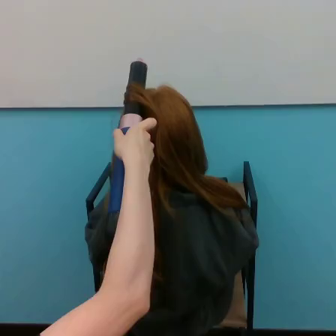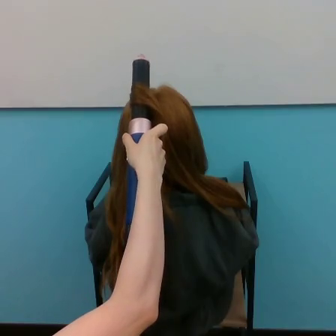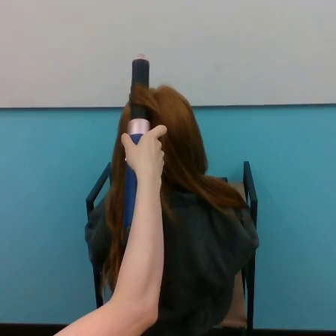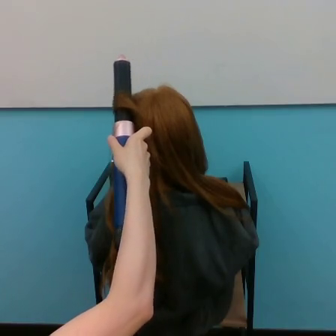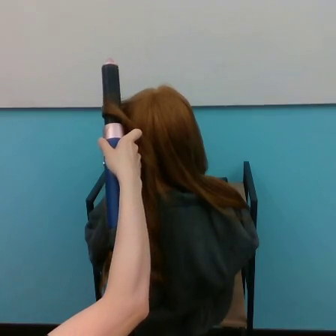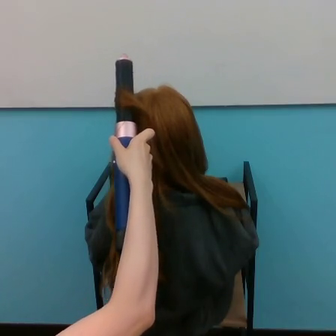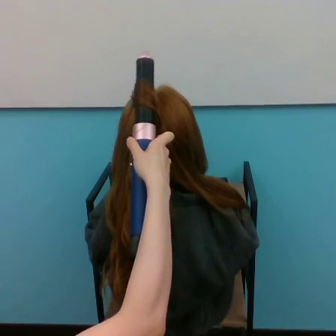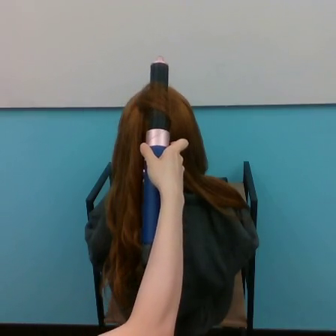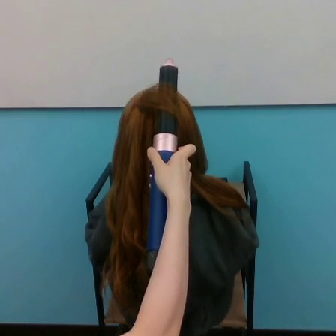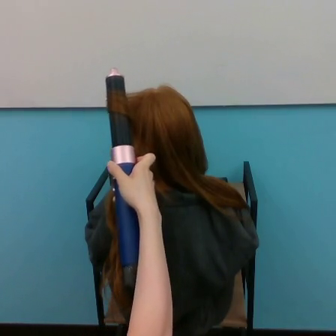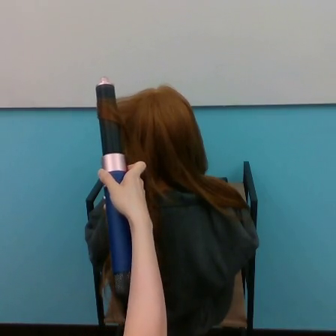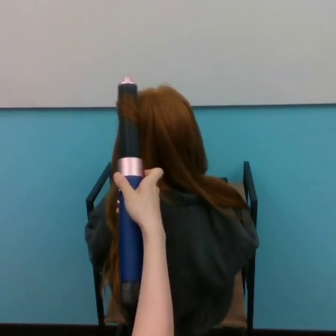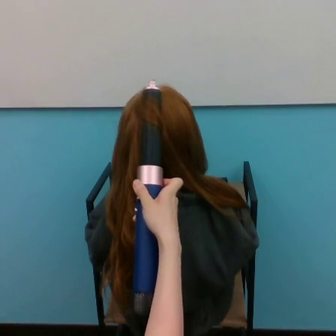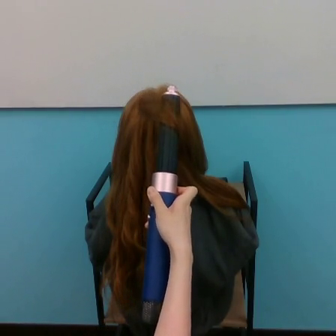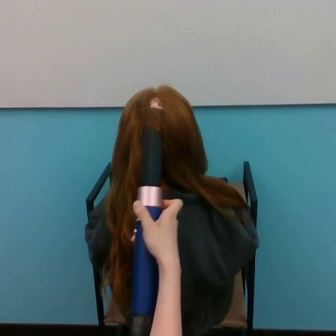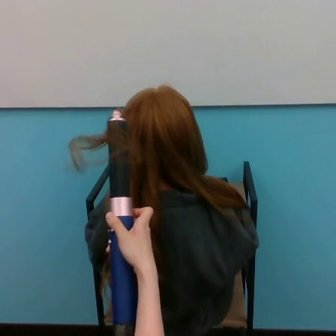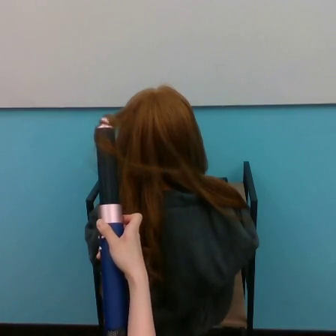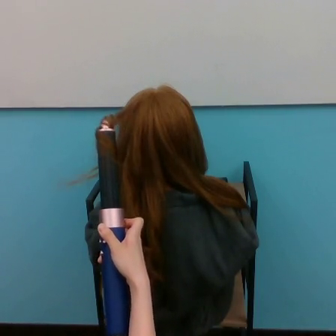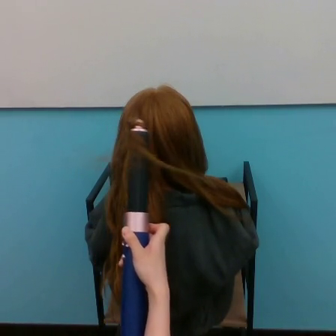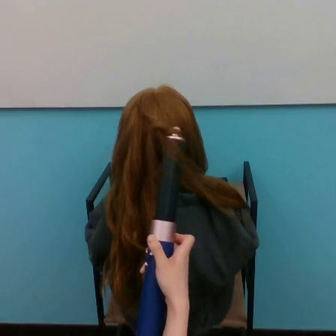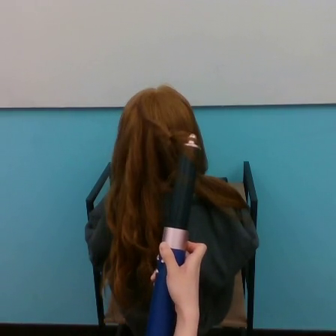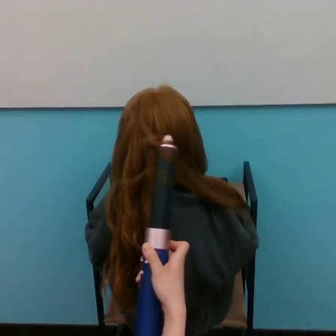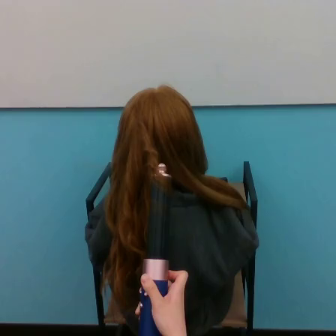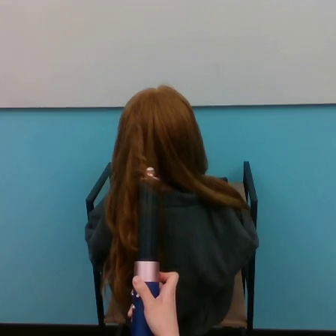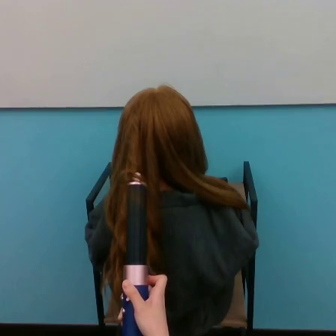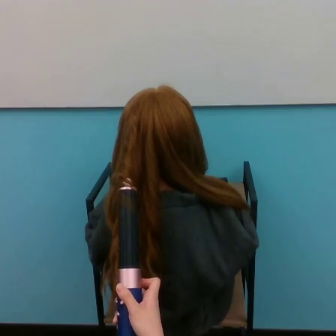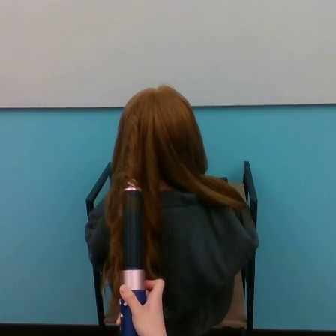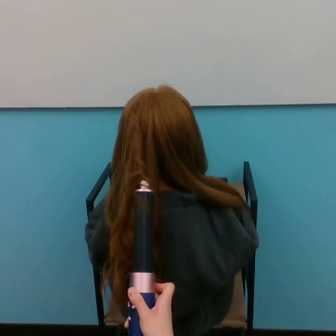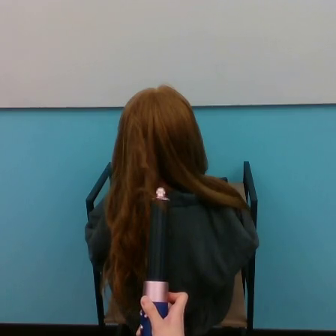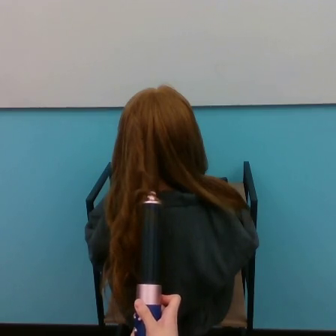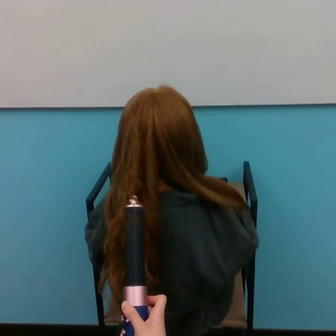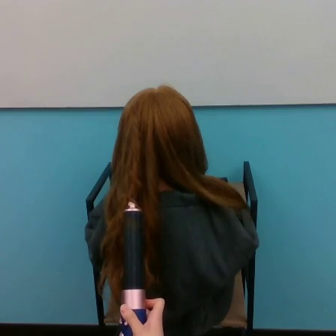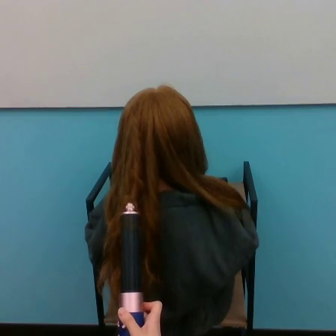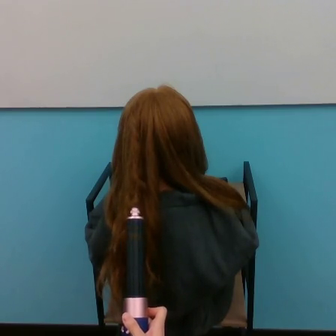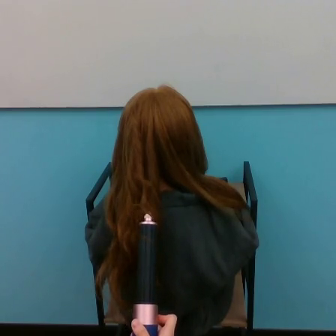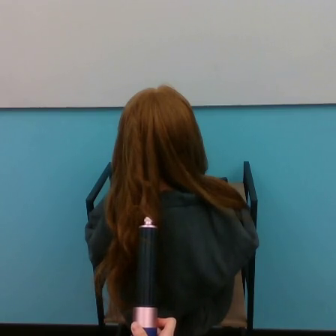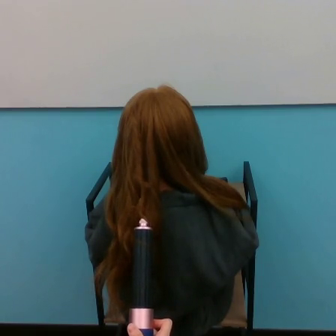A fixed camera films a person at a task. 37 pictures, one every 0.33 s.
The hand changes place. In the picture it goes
downward.
0.00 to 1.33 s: The hand moves only a little.
1.33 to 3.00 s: The hand goes to the right, then to the left.
3.00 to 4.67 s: The hand goes to the right and downward, then to the left.
4.67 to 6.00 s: The hand goes to the left and downward, then to the right.
6.00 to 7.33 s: The hand goes downward.
7.33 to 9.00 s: The hand goes to the left.
9.00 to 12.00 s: The hand stays where it is.
Task: curl hair.
Motion: move downward, making horizontal oscillations to the left and to the right.
